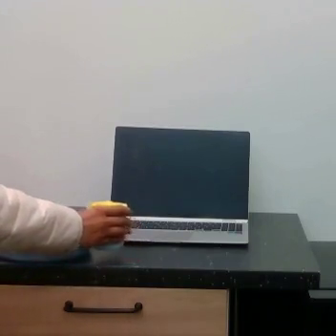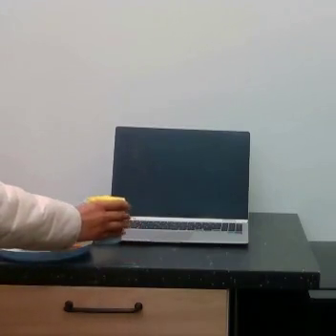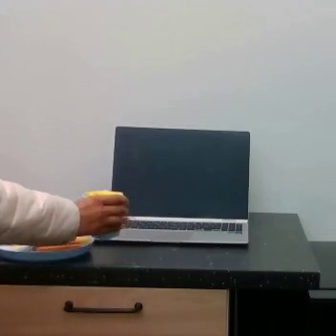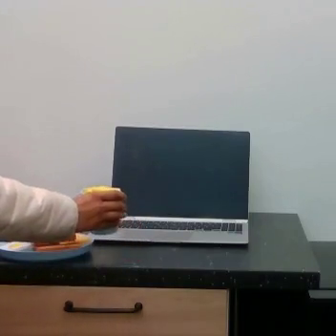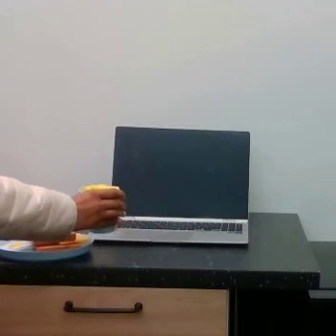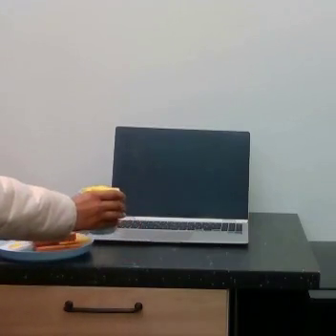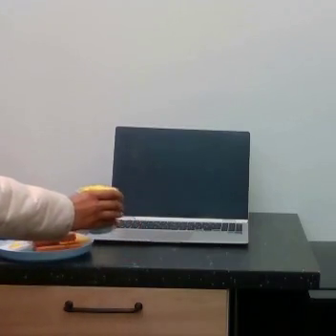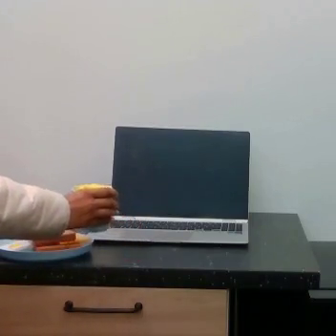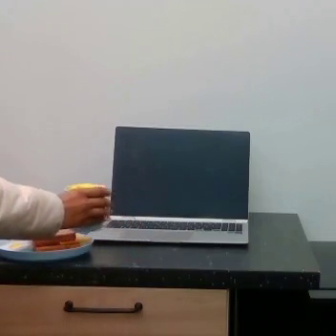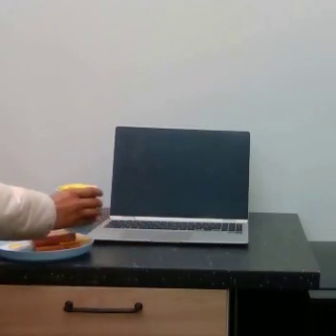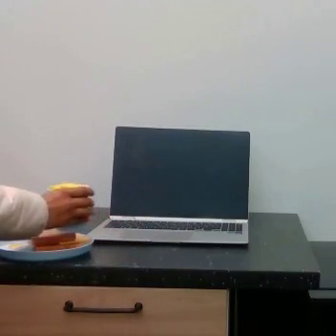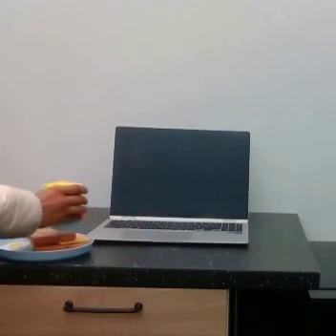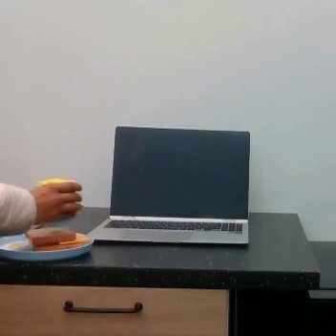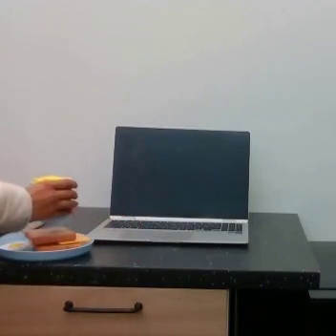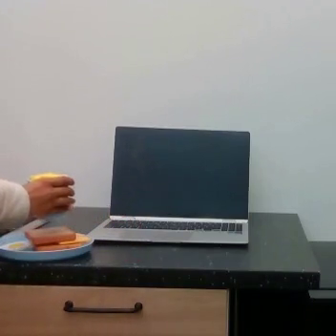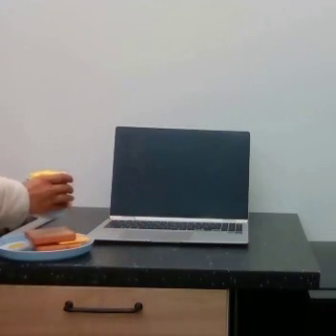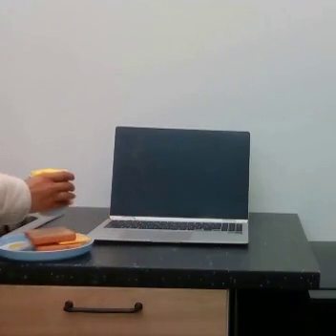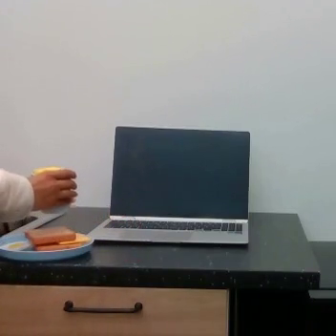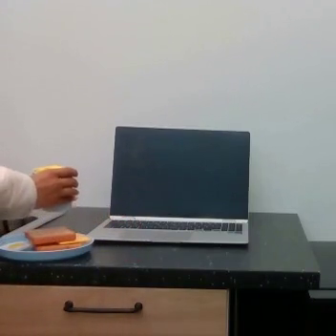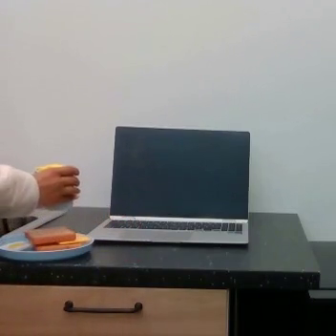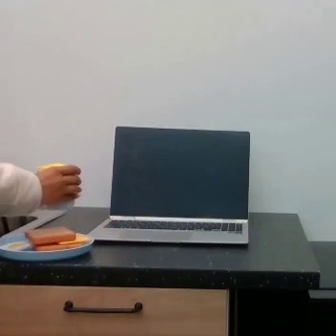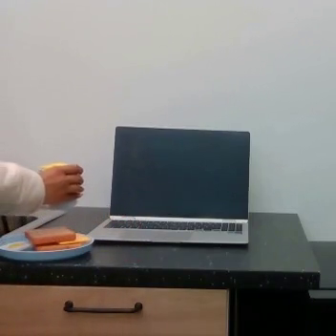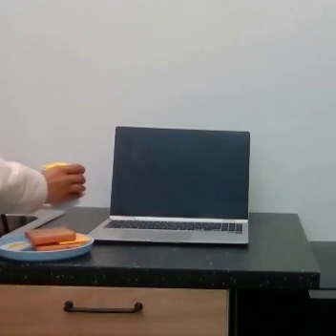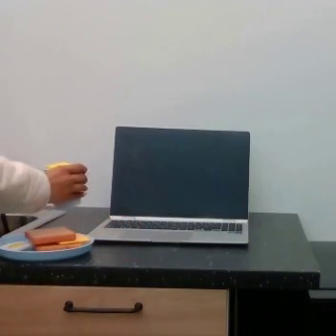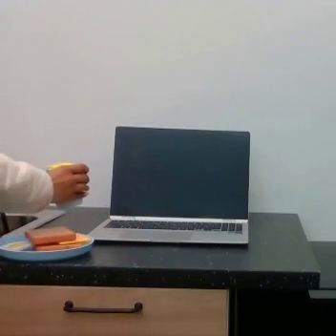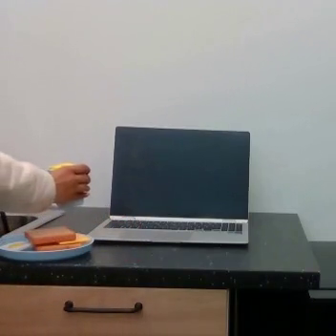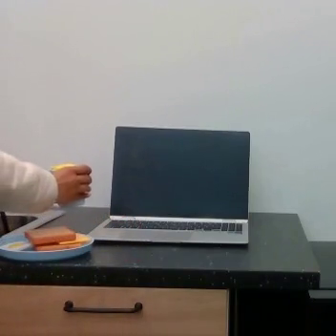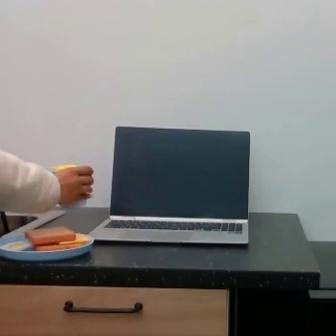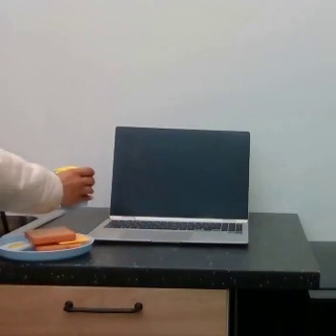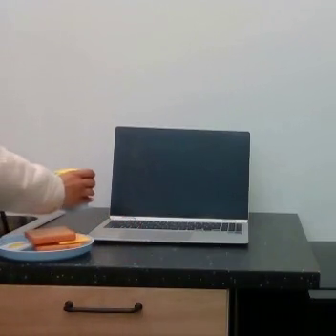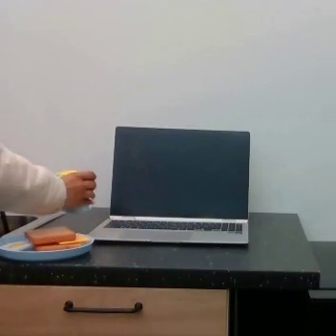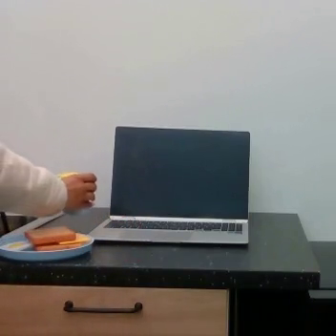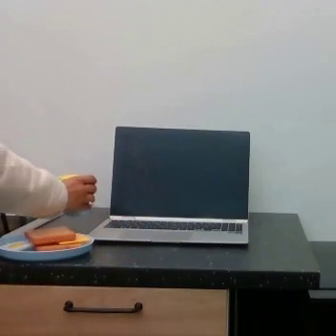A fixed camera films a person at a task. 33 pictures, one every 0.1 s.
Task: pick up the cup and place it left to the laptop.
0.0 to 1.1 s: The hand goes to the left and upward.
1.1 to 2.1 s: The hand goes upward, on a clockwise arc.
2.1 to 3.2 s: The hand goes to the right.
